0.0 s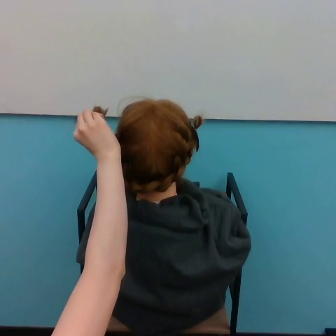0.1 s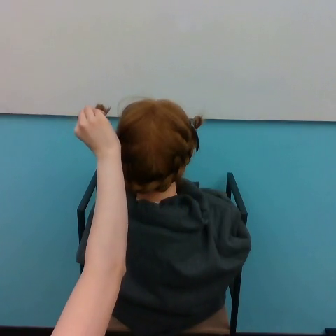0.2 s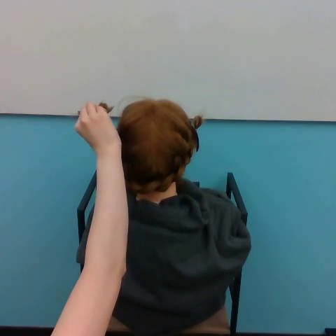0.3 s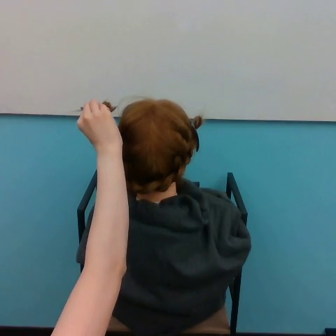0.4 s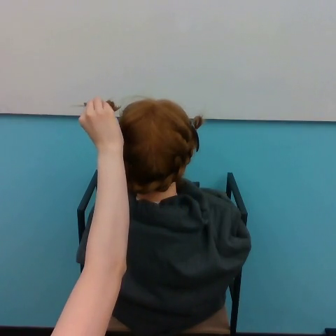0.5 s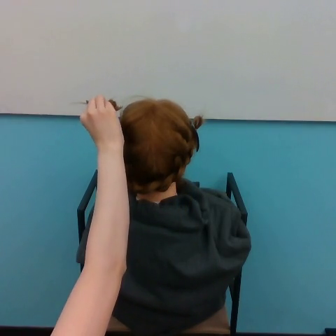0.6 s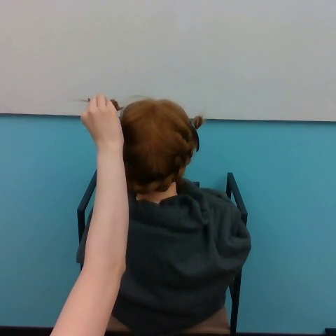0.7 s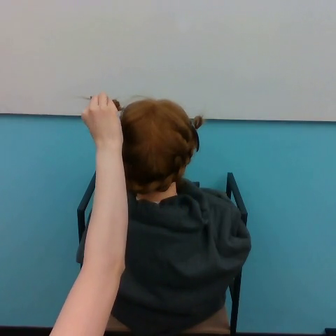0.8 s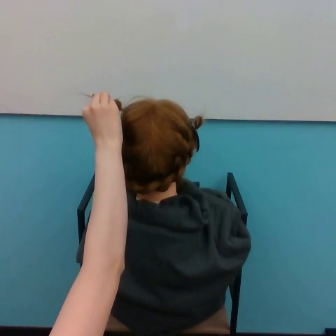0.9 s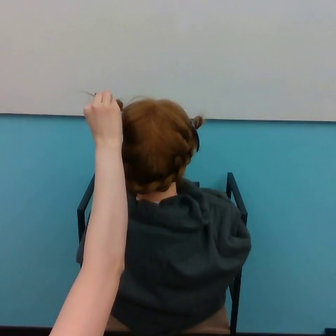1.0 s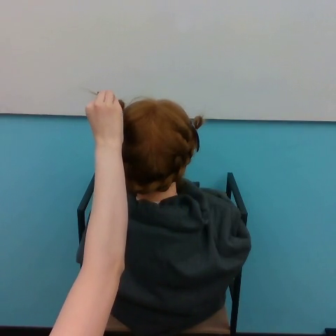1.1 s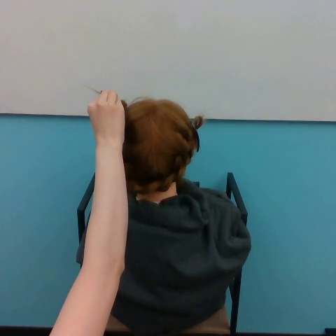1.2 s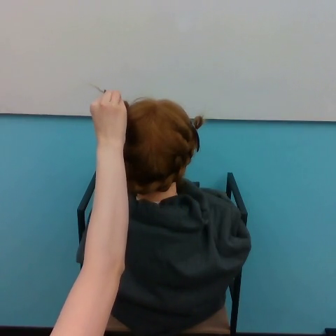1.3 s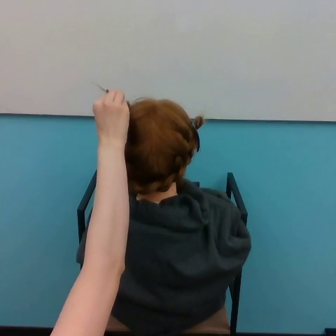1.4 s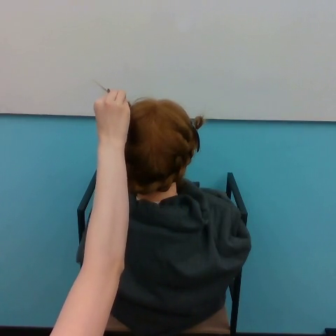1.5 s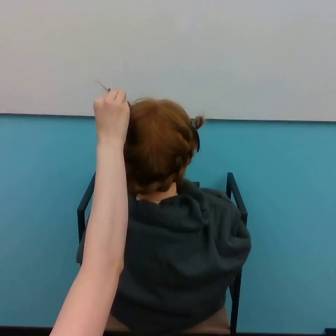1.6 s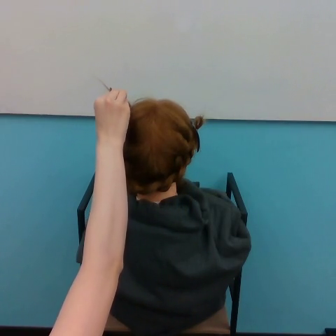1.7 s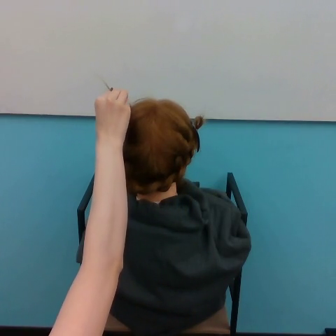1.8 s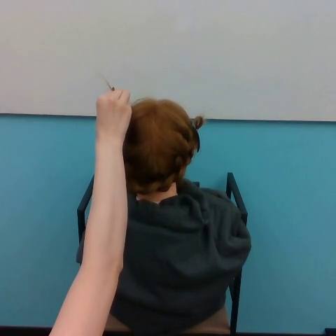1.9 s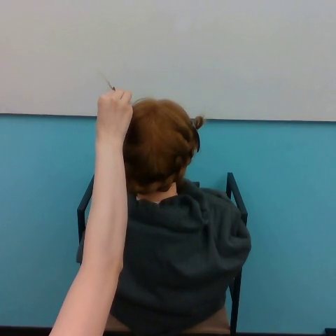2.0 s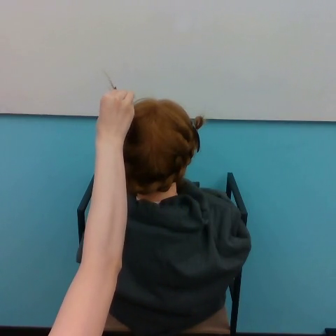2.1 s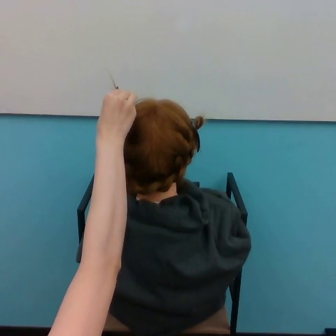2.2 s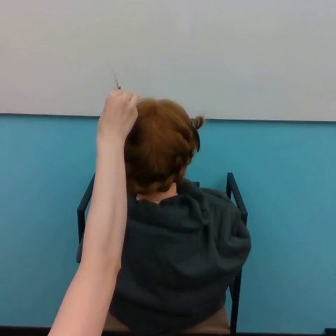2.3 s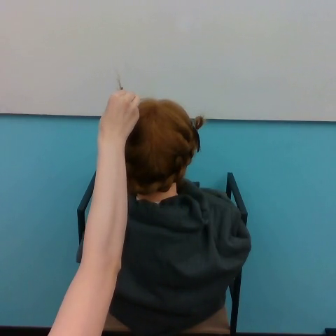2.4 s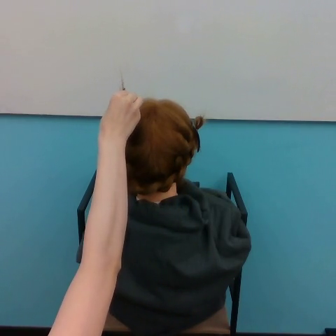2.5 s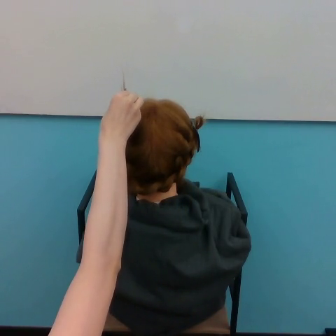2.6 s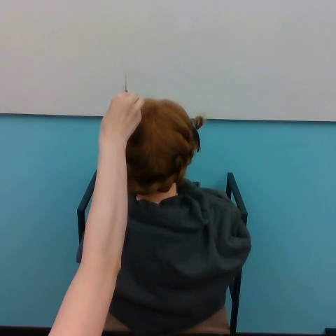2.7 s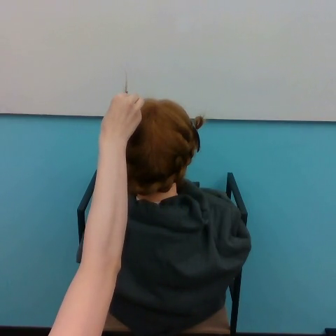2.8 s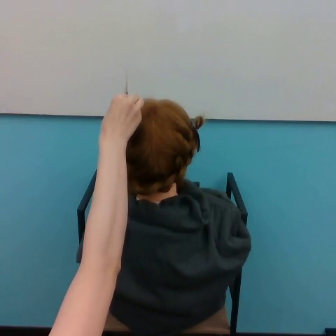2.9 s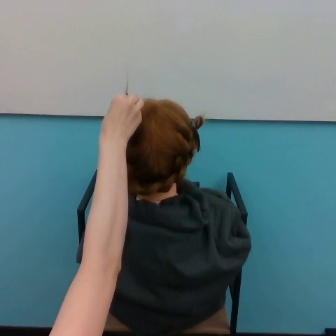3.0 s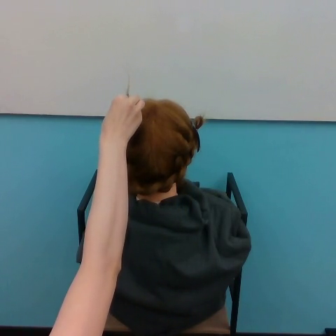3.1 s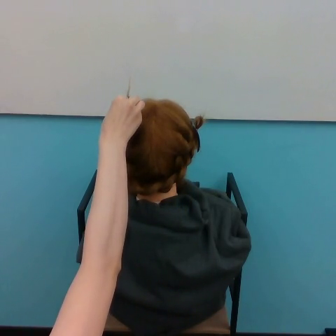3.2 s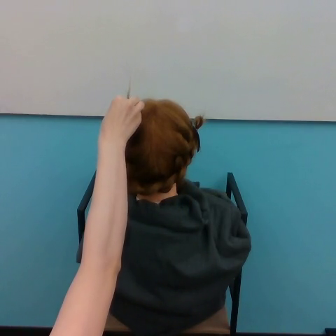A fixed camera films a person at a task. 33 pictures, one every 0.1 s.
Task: style hair.
0.0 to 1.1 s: The hand goes upward and to the right.
1.1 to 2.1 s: The hand goes to the right.
2.1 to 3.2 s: The hand moves only a little.
